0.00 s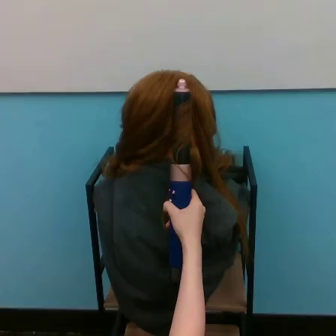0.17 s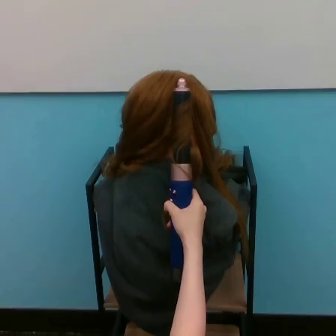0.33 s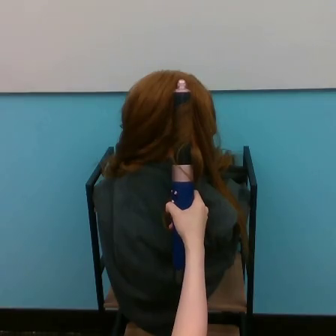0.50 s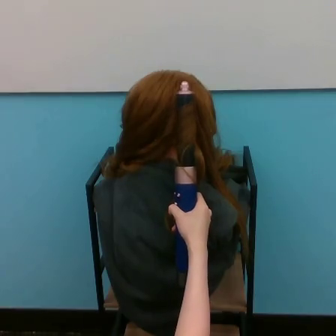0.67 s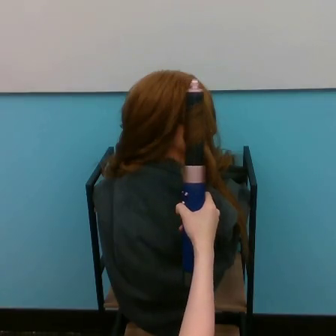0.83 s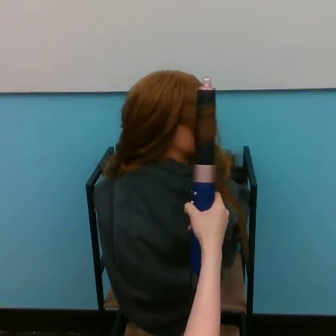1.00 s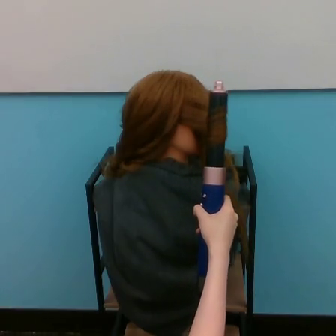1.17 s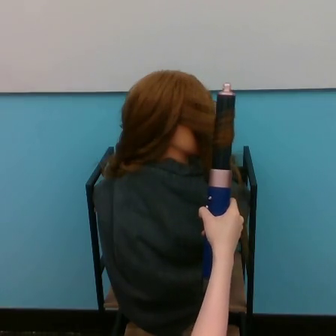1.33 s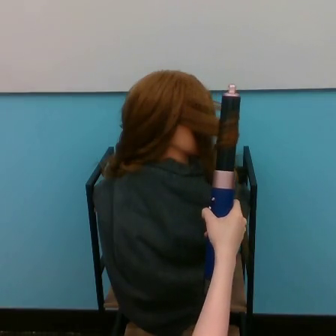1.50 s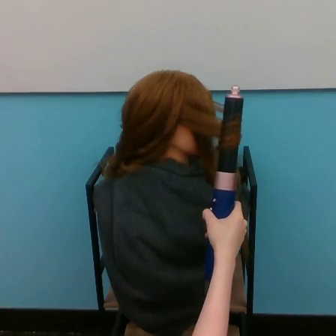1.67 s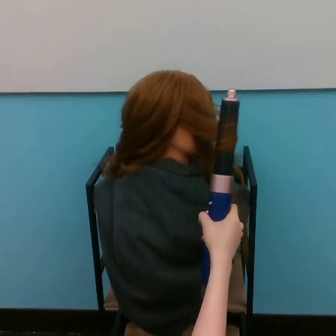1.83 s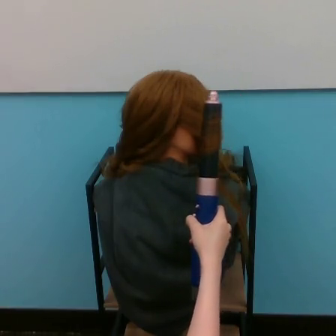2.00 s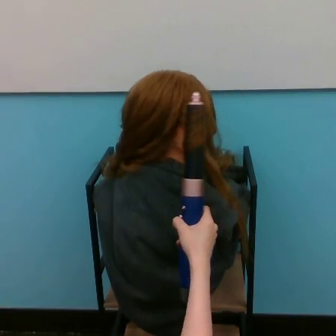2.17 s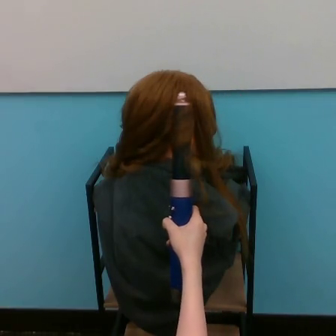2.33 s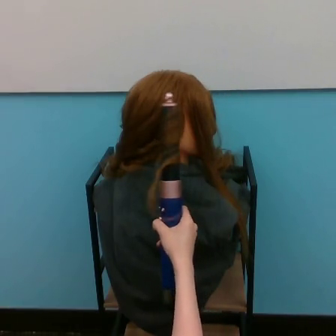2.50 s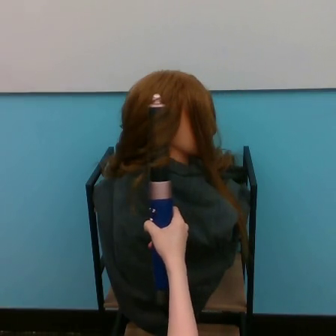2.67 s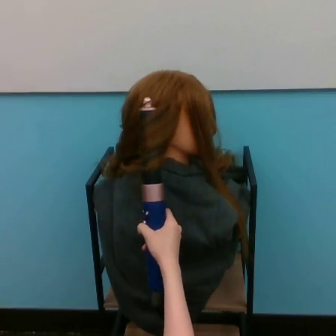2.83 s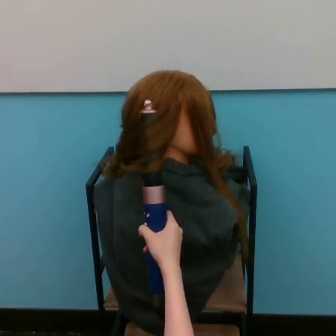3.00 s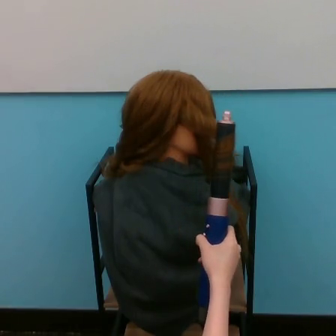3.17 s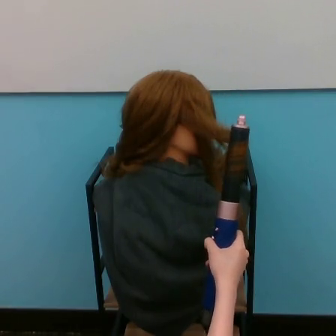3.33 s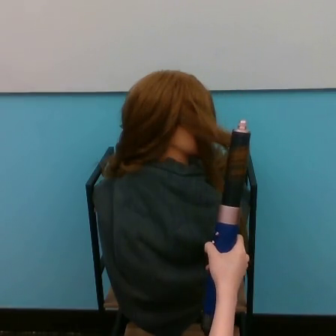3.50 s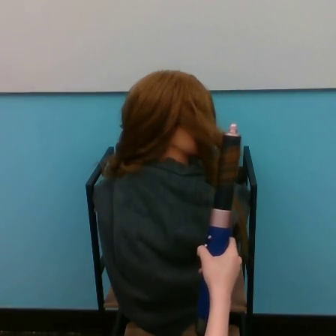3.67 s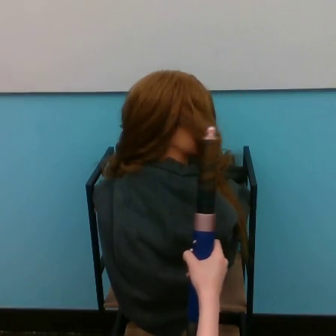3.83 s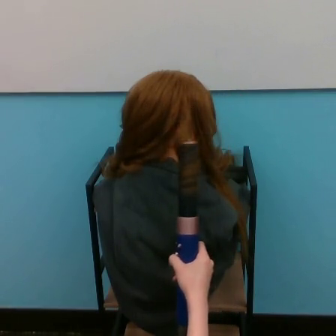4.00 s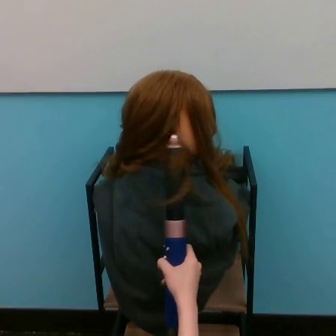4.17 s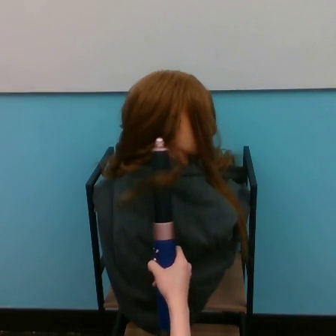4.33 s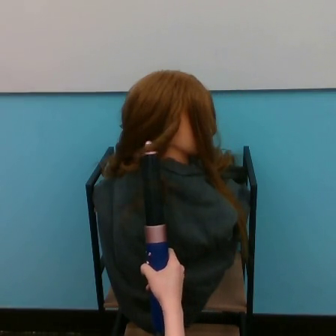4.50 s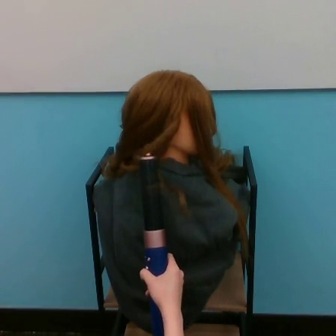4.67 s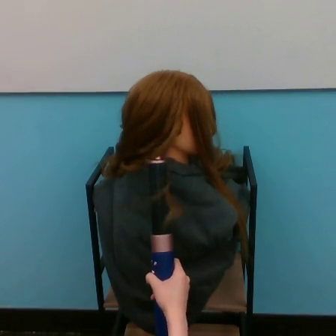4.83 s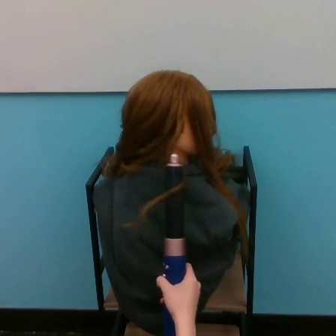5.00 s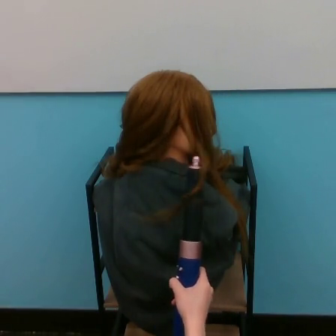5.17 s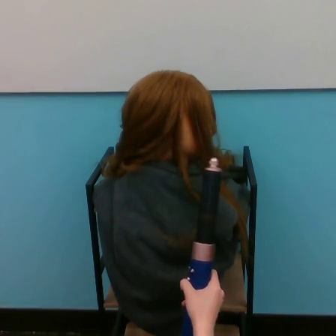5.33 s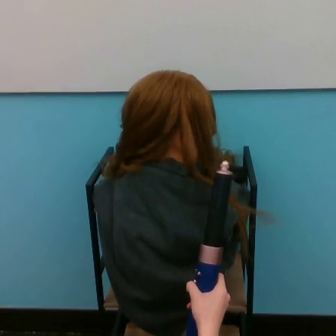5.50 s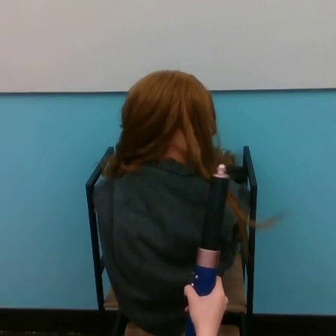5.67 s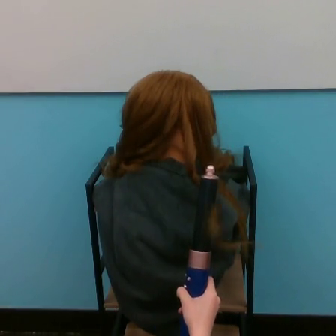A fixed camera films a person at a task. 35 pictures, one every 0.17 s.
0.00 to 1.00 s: The hand goes to the right.
1.00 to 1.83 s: The hand moves only a little.
1.83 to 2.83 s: The hand goes to the left.
2.83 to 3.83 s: The hand goes to the right and downward, then to the left.
3.83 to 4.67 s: The hand goes to the left.
4.67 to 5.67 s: The hand goes downward and to the right.
Task: curl hair.
Motion: move downward, making horizontal oscillations to the left and to the right.
